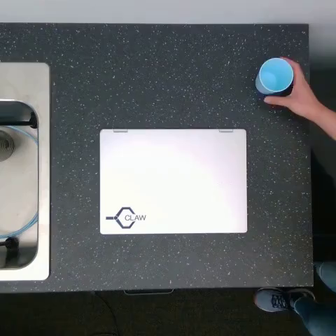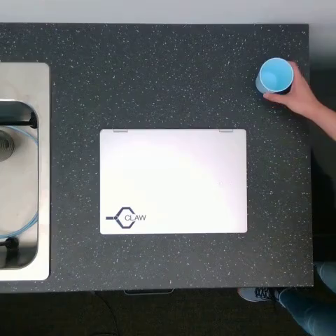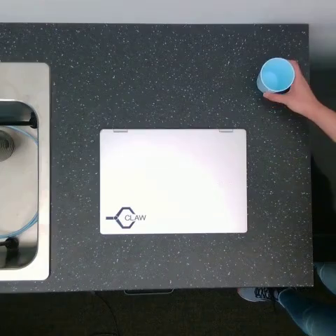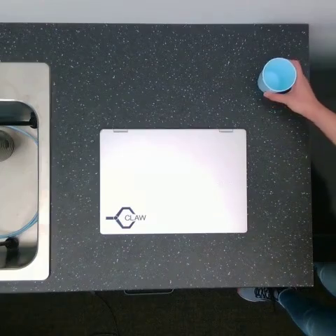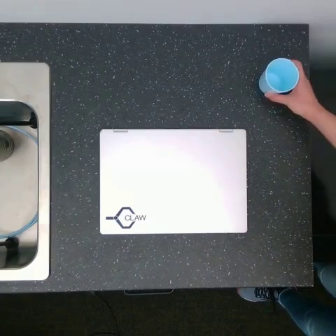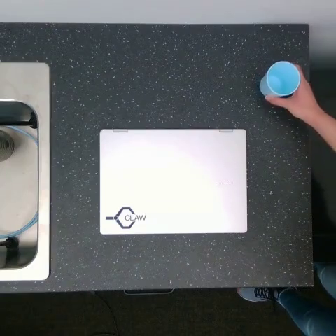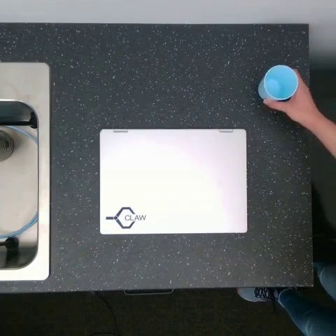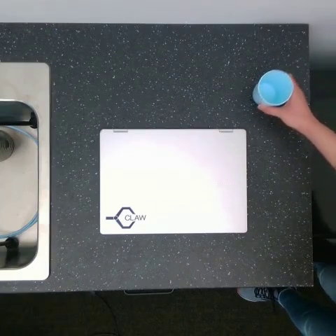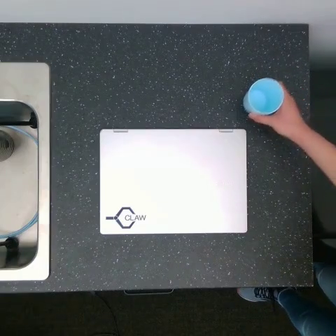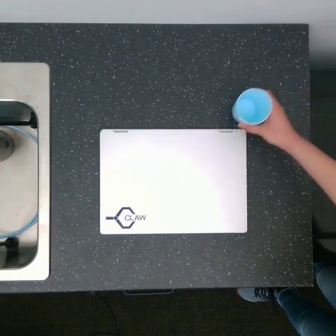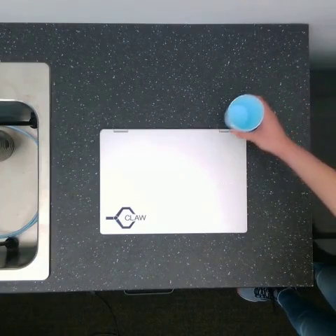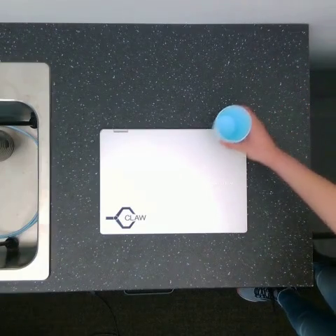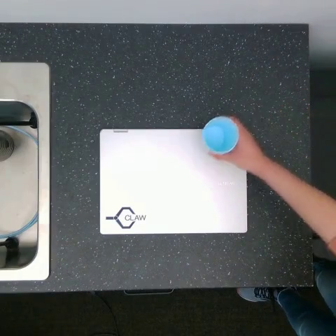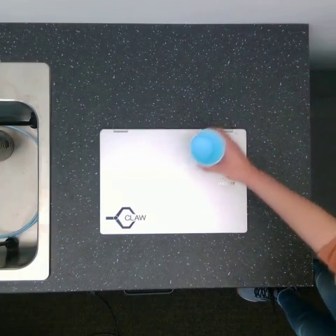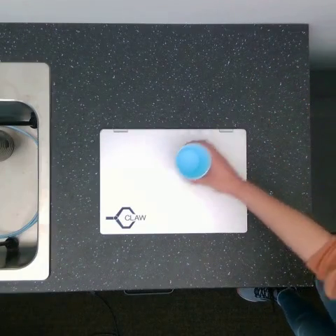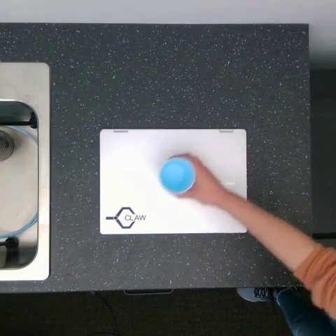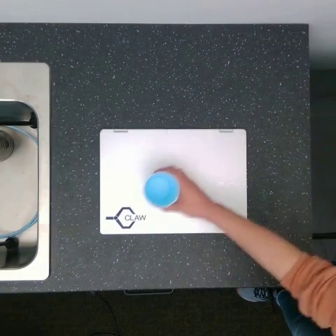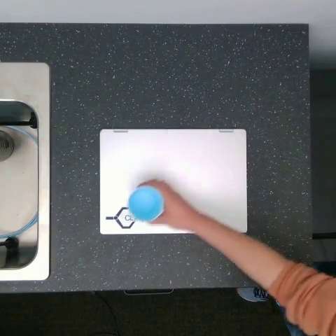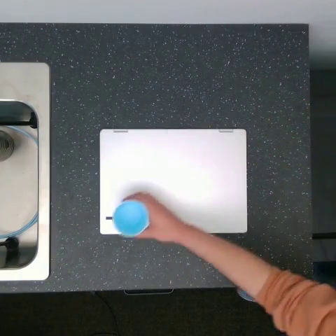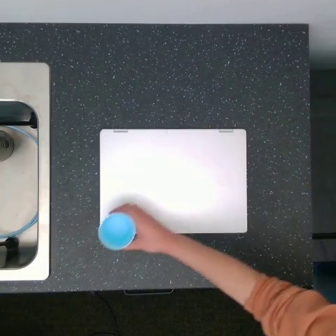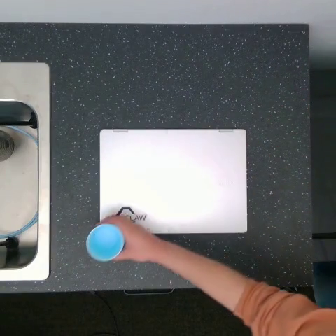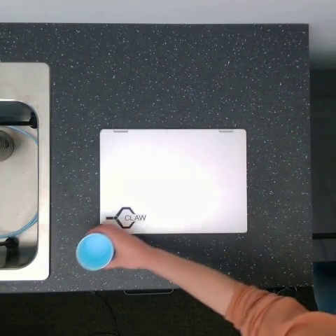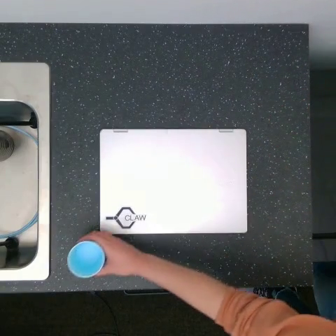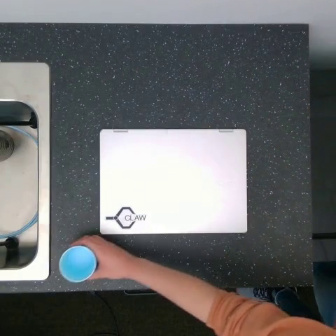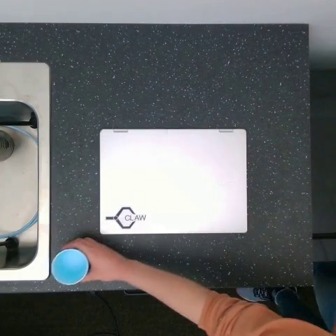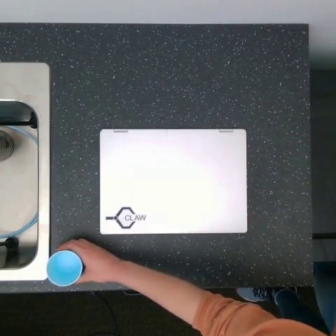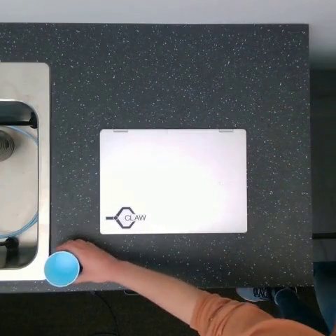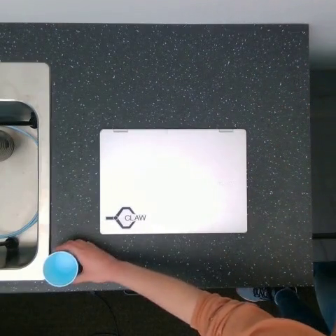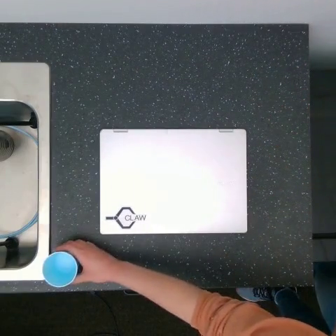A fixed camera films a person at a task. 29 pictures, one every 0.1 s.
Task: pick up the cup and place it to the lower left of the laptop.
Motion: move downward and to the left.
0.0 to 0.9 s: The hand goes downward and to the left.
0.9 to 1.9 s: The hand goes to the left and downward.
1.9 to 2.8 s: The hand goes to the left and downward.
